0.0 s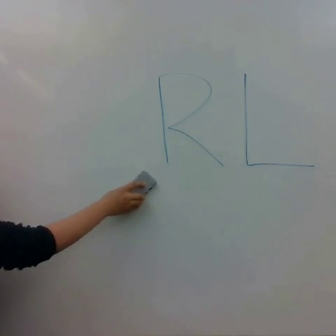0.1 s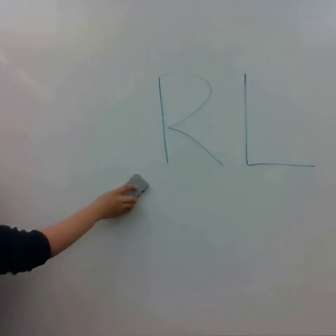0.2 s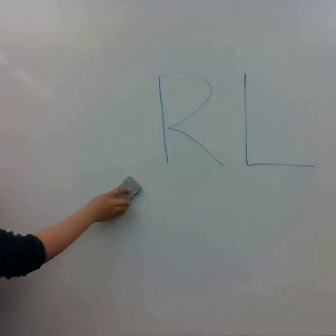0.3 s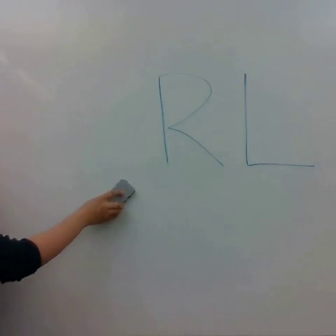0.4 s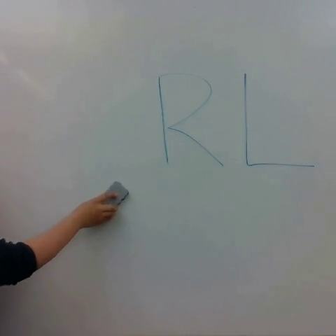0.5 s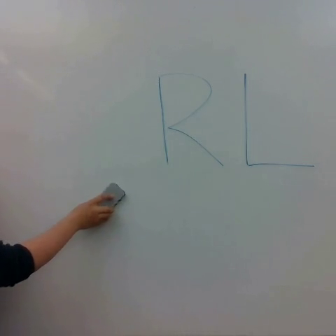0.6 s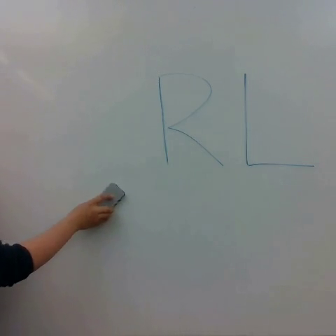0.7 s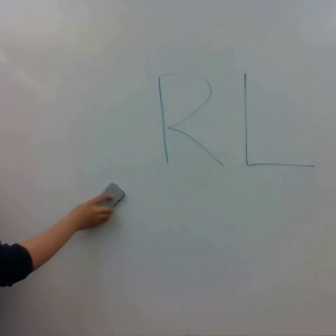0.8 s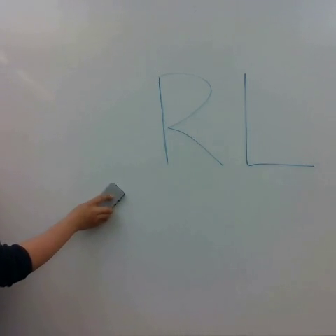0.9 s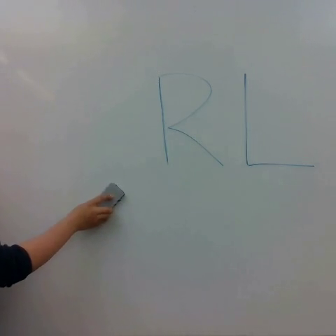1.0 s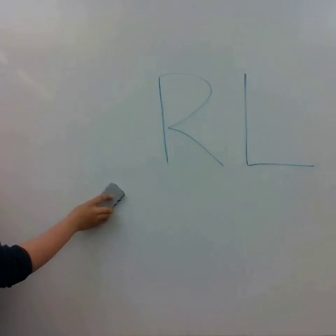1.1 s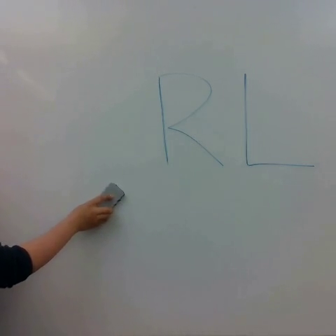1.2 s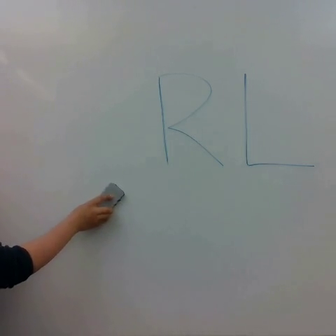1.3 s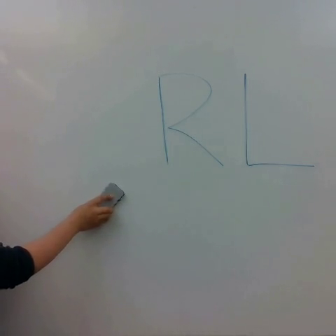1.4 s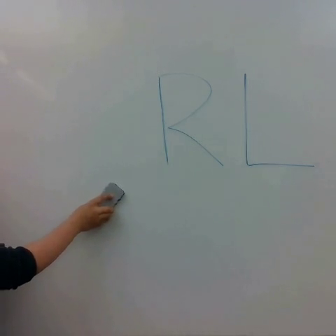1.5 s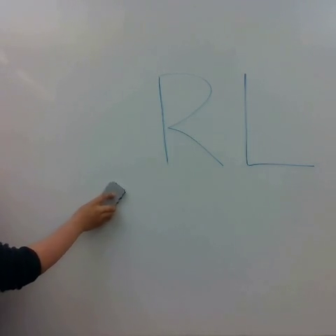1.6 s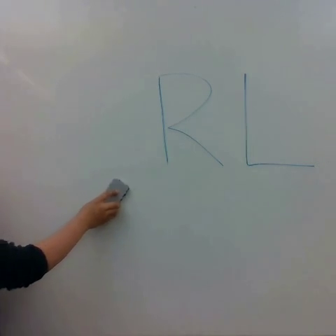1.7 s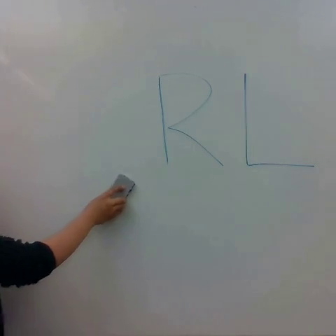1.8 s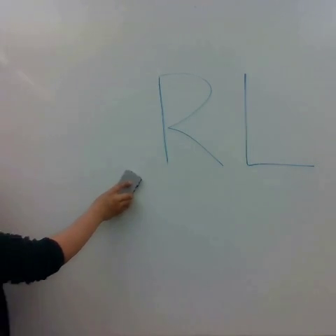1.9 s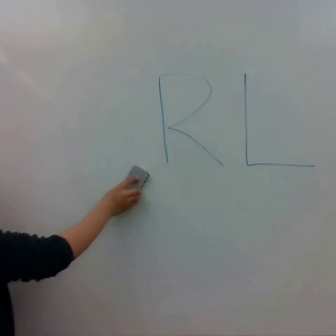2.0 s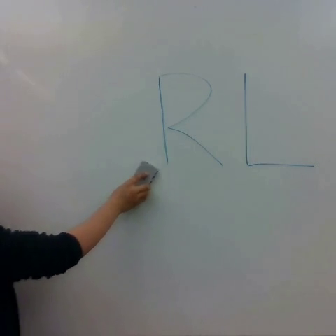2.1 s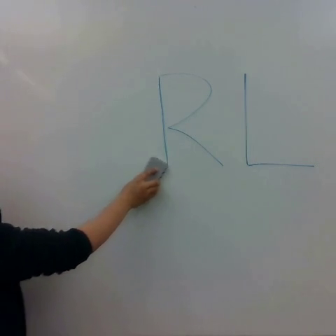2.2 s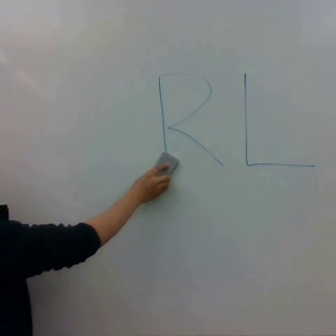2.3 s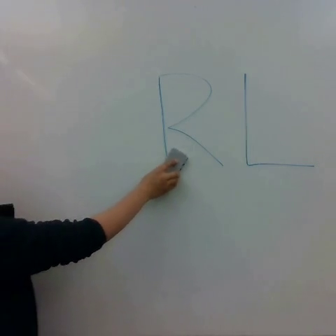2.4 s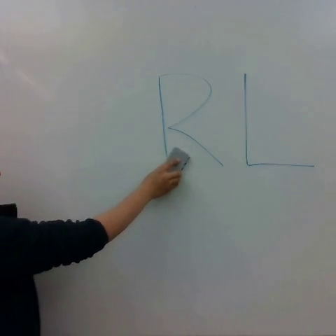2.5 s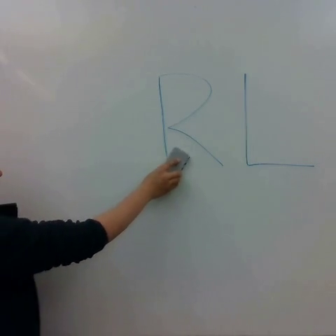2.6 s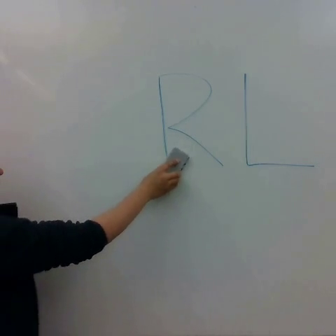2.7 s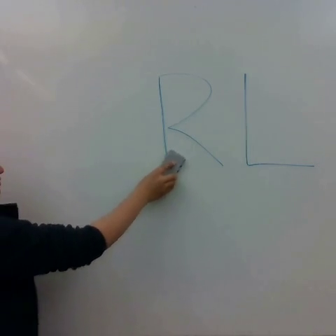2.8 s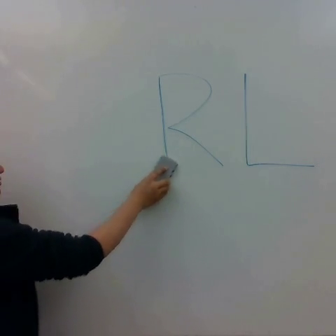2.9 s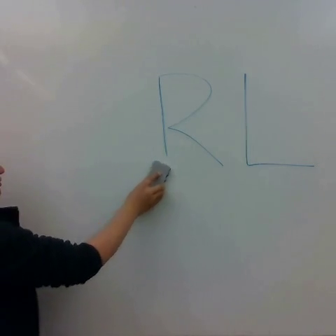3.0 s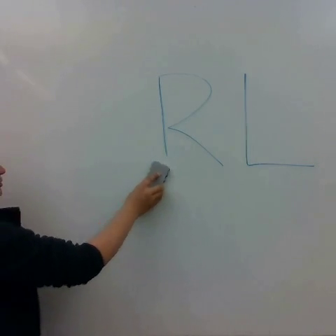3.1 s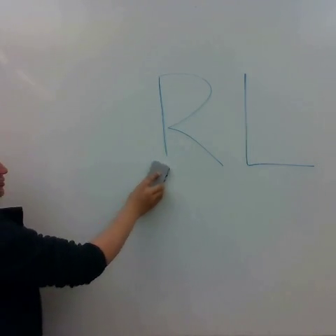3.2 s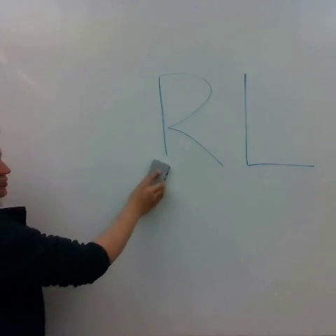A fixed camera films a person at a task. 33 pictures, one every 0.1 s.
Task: erase whiteboard.
0.0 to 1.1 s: The hand goes to the left and downward.
1.1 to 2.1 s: The hand goes to the right and upward.
2.1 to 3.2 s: The hand goes to the right, then to the left.
